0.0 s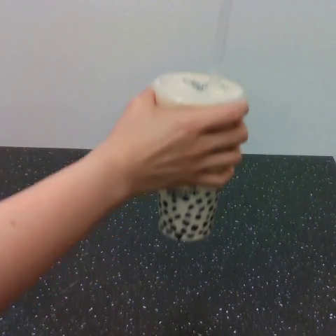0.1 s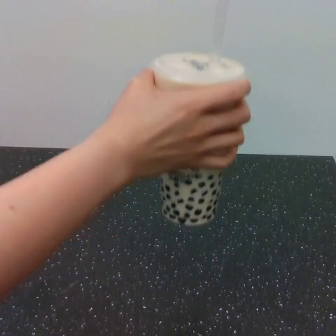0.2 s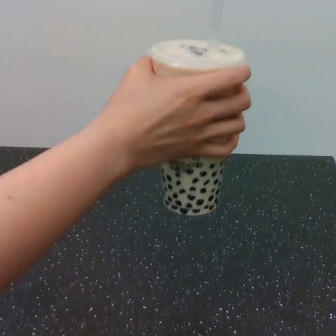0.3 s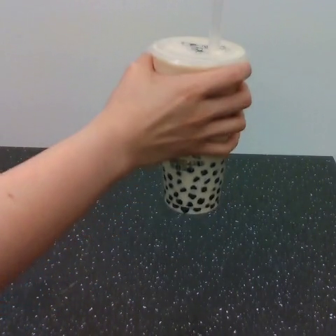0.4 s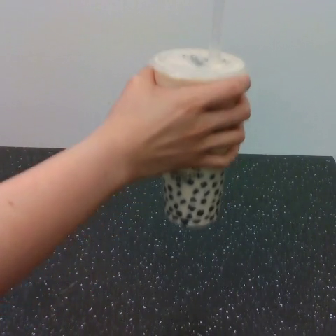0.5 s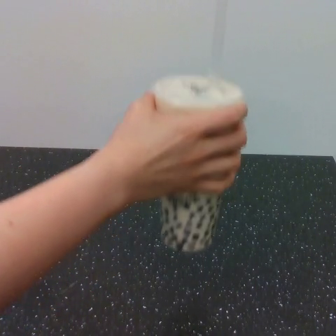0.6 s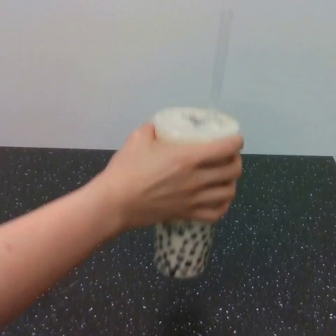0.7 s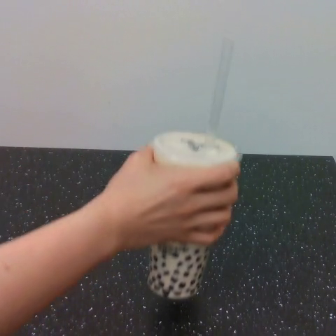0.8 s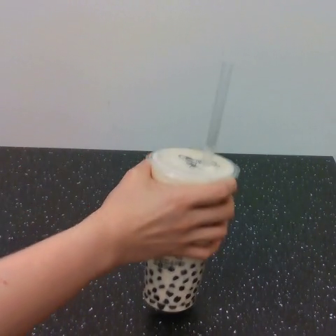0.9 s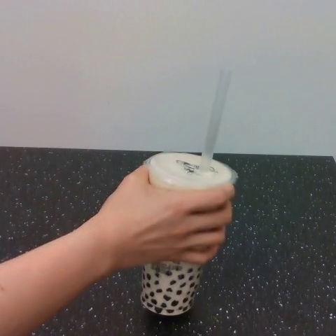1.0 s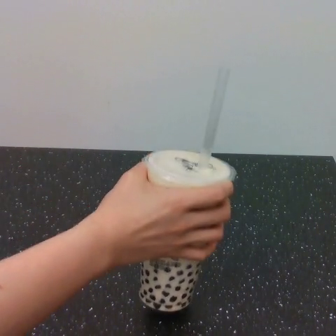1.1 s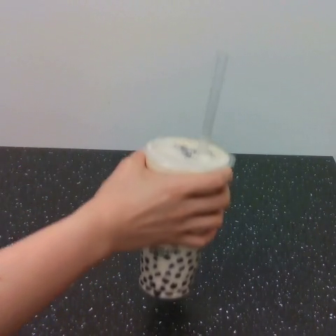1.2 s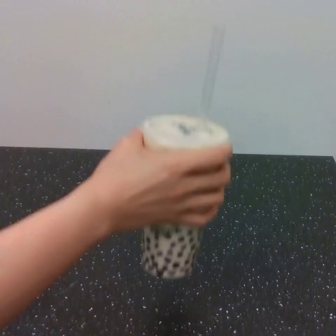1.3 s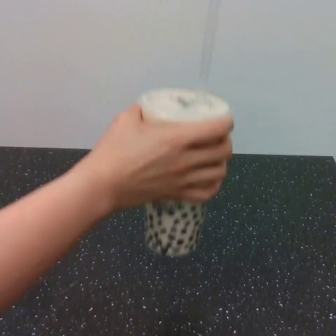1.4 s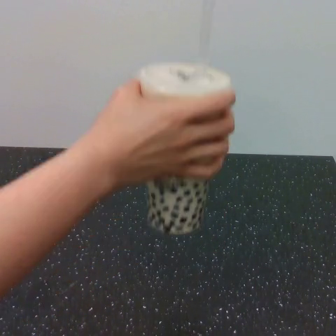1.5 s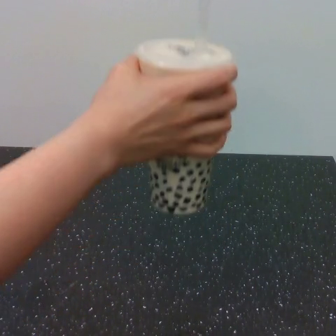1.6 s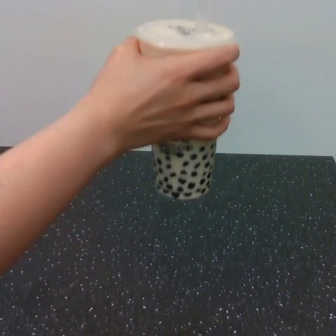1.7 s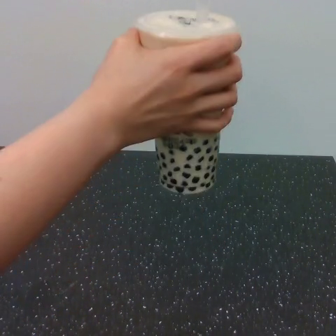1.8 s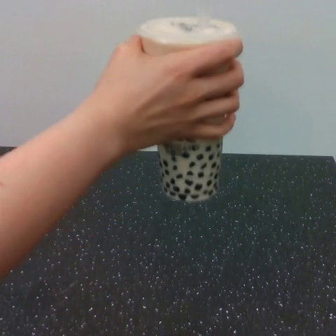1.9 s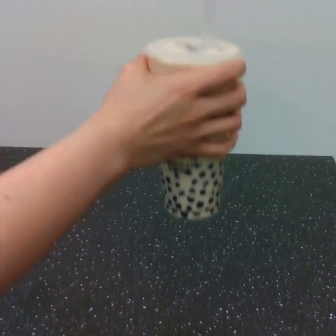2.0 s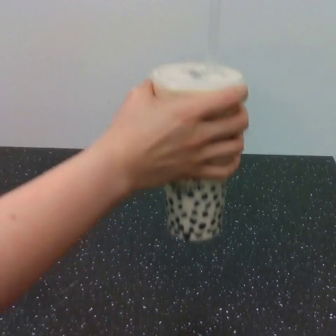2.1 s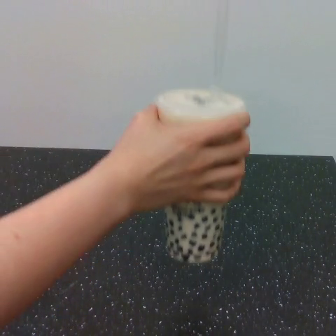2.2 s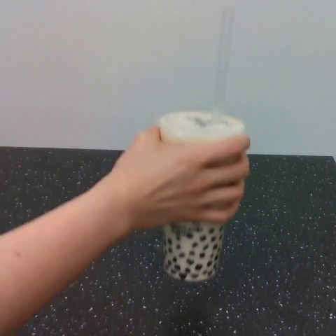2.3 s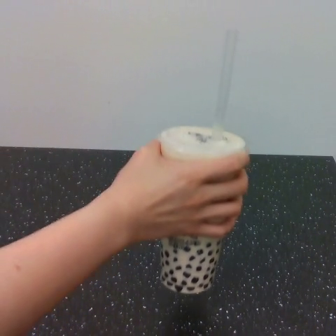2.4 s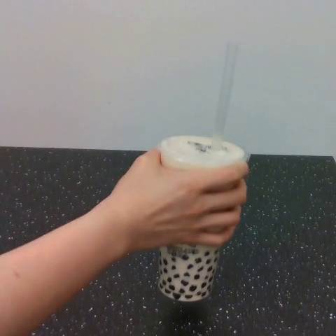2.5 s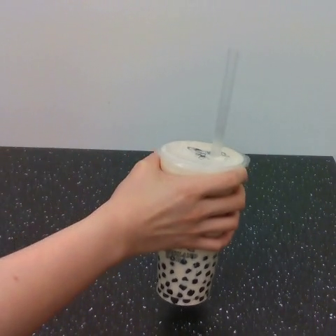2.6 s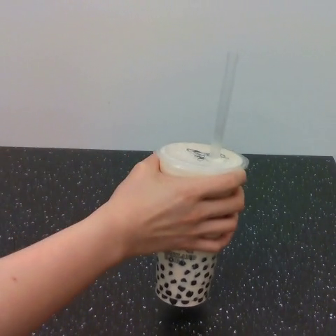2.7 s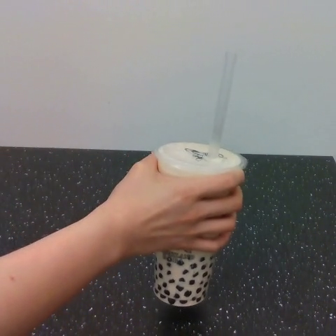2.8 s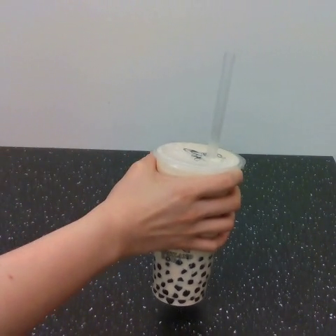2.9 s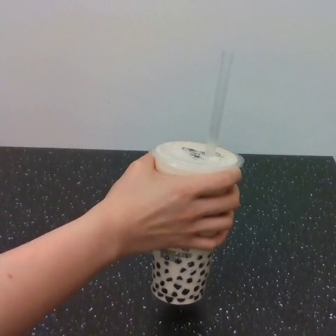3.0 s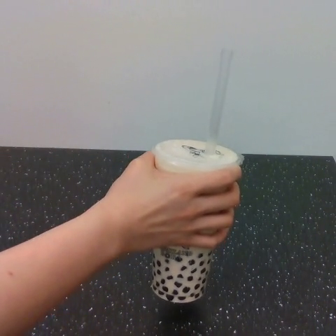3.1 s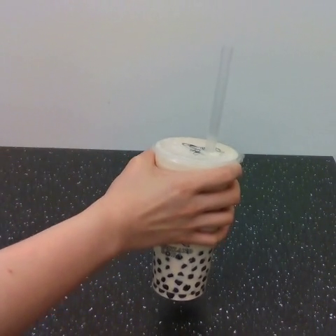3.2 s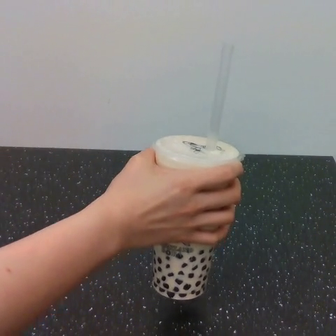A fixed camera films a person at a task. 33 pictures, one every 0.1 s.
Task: shake the boba.
0.0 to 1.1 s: The hand goes downward, then upward.
1.1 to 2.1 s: The hand goes upward, then downward.
2.1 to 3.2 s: The hand goes downward.
